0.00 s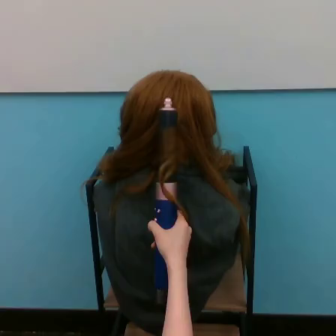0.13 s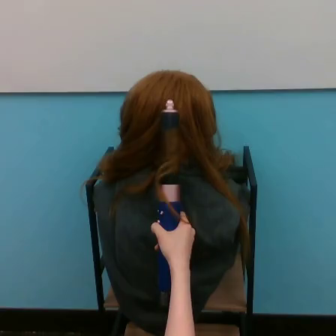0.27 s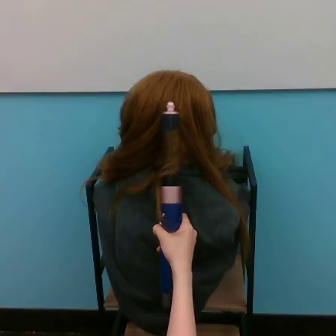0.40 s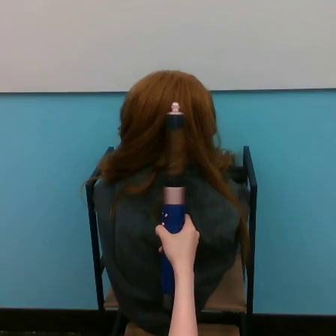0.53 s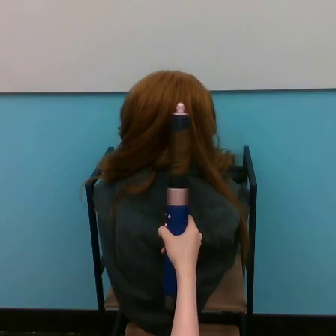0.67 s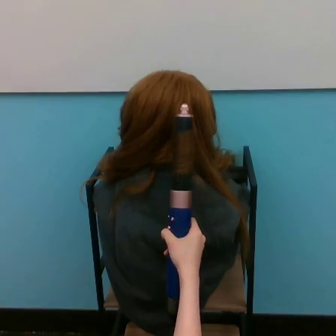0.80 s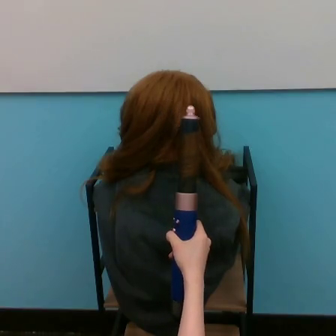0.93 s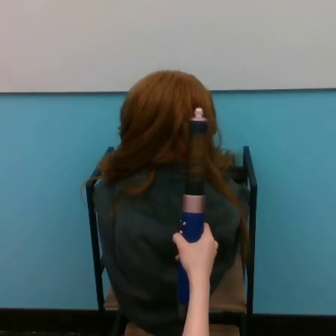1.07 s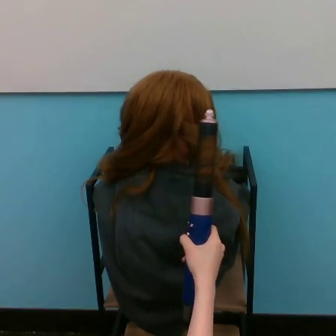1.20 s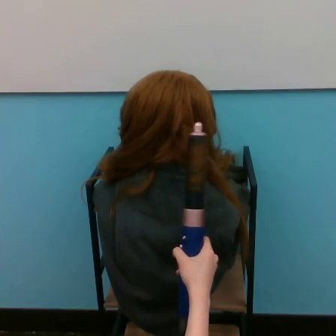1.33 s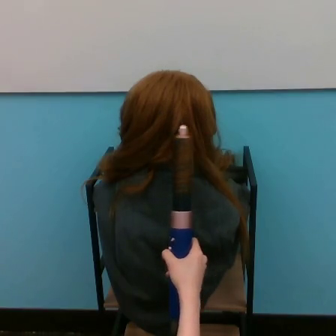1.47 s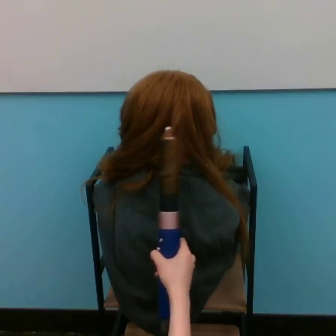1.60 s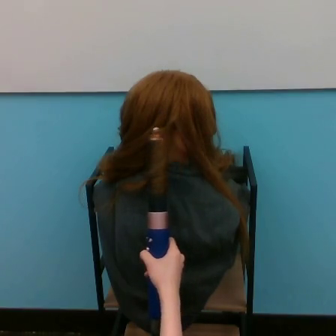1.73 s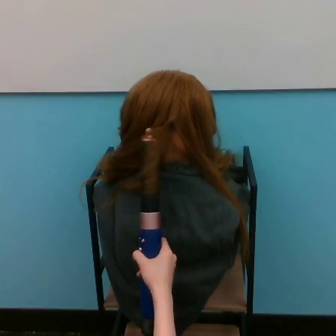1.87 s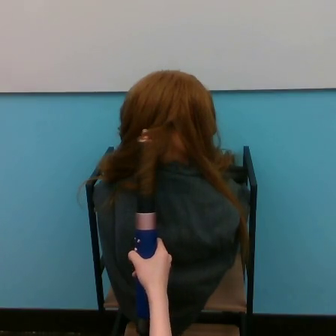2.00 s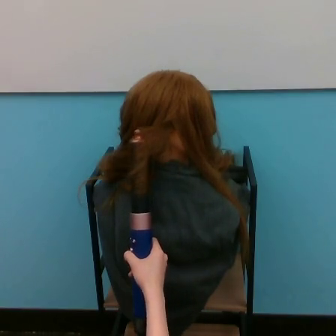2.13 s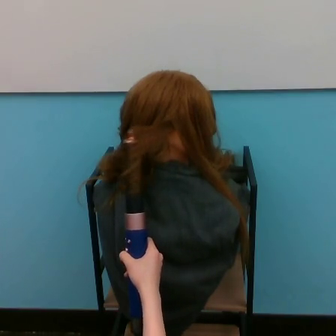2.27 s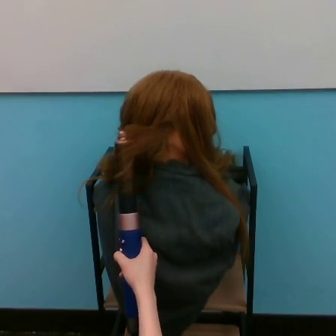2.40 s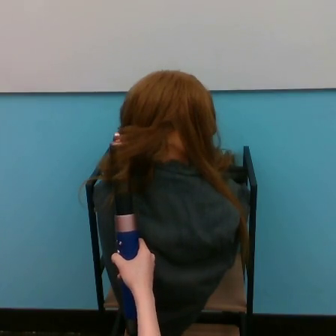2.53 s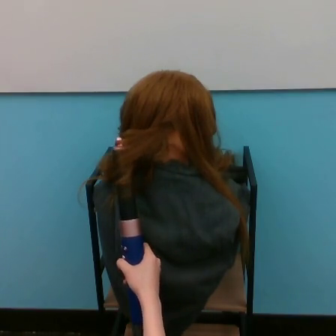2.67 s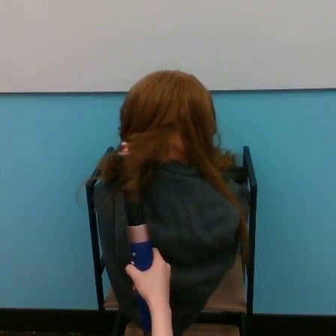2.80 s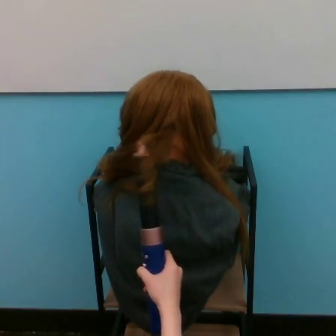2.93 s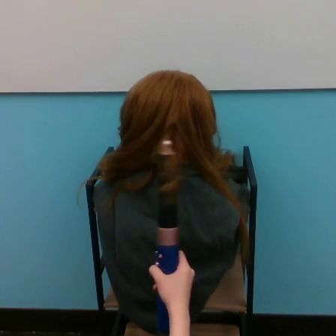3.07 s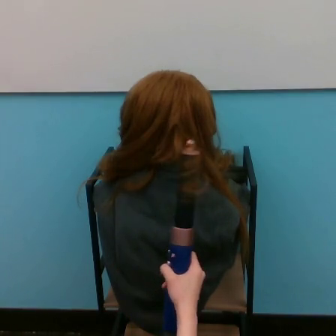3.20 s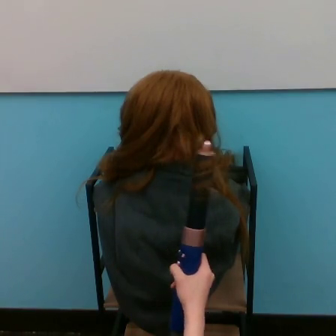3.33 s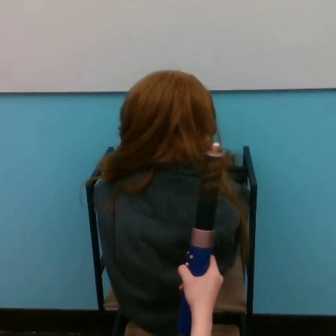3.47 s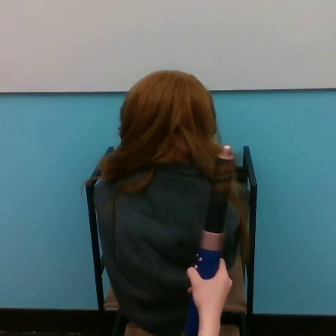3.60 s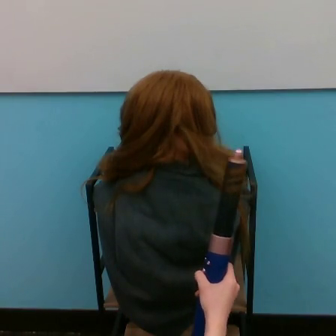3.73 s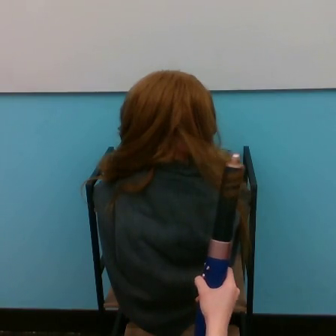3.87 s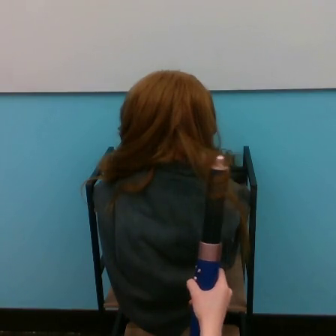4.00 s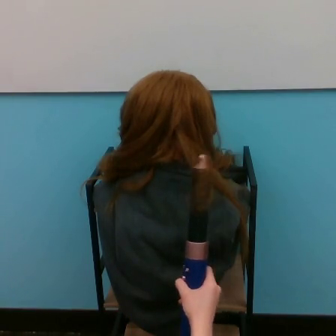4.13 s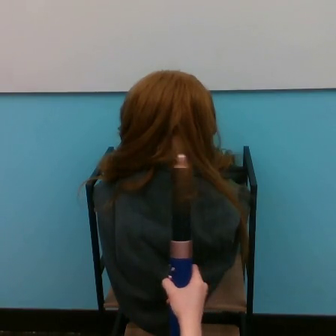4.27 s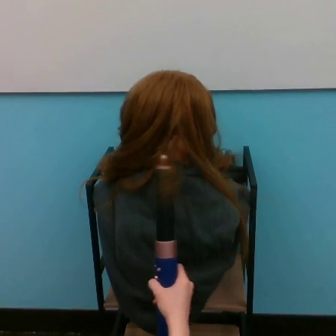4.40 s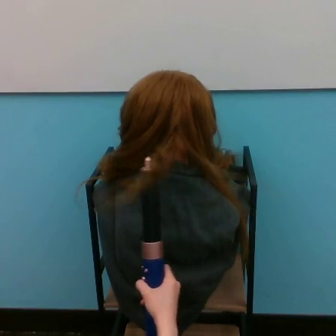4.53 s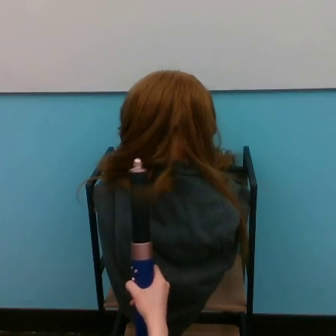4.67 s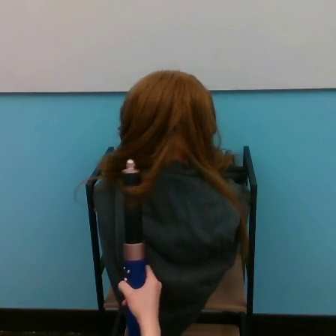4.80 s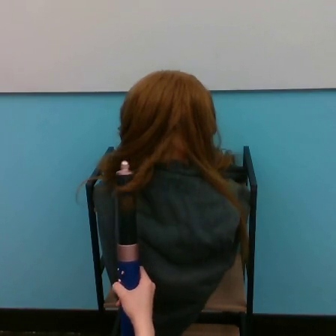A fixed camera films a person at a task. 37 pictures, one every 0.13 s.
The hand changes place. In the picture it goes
downward.
0.00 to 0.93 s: The hand goes to the right and downward.
0.93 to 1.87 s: The hand goes to the left, on a clockwise arc.
1.87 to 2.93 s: The hand goes to the right and downward.
2.93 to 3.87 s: The hand goes to the right.
3.87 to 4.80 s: The hand goes to the left.
Task: curl hair.
Motion: move downward, making horizontal oscillations to the left and to the right.
